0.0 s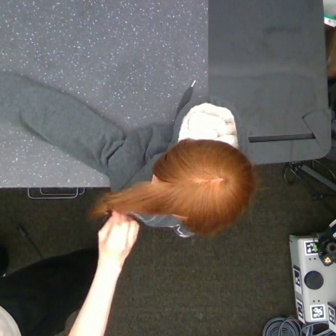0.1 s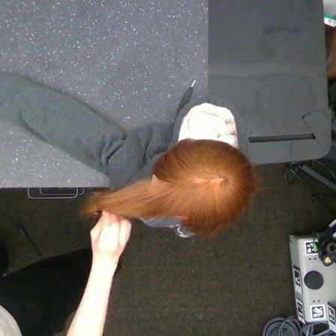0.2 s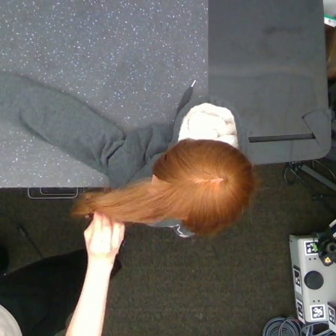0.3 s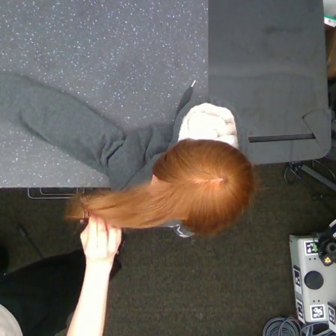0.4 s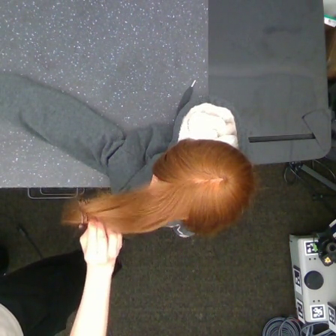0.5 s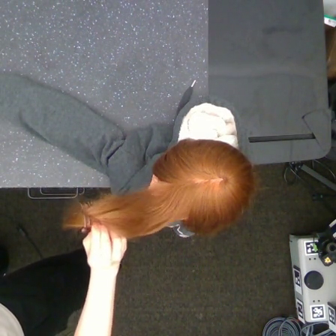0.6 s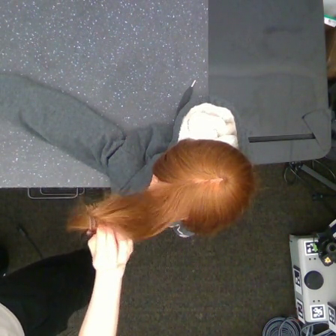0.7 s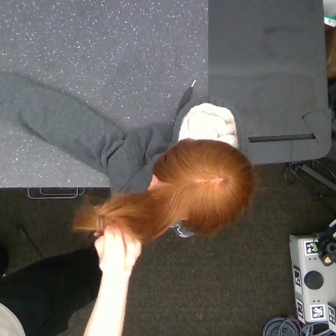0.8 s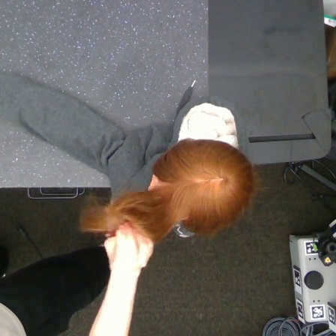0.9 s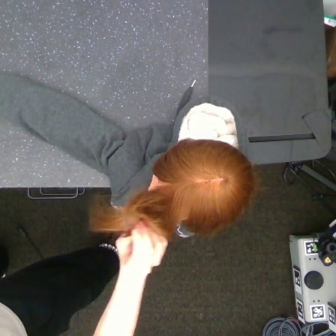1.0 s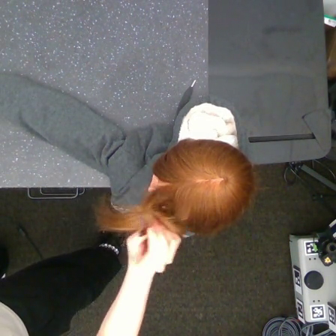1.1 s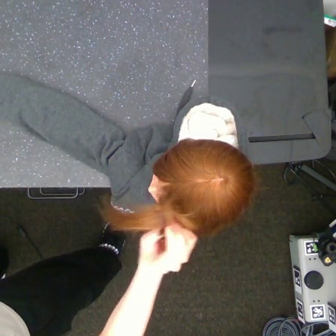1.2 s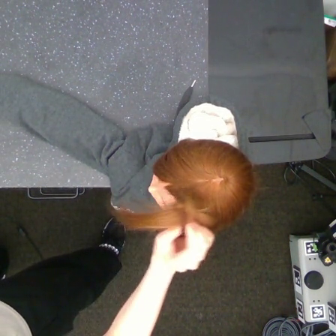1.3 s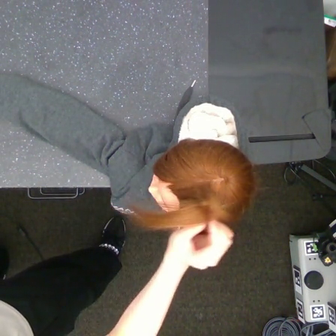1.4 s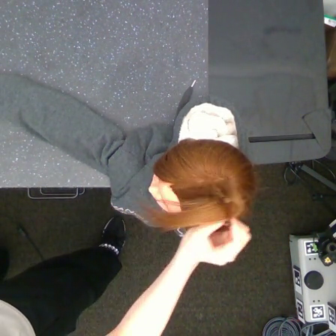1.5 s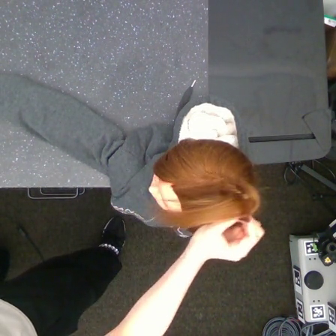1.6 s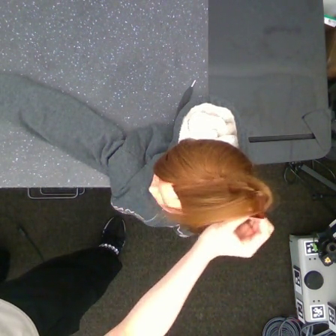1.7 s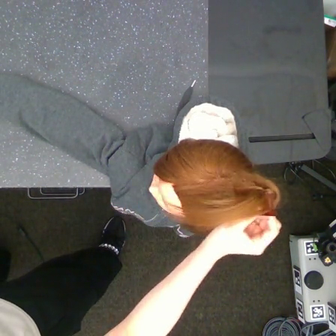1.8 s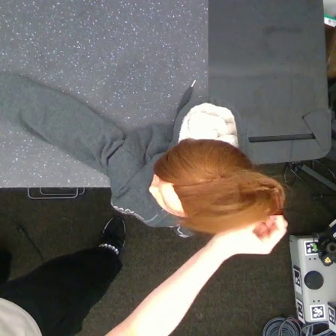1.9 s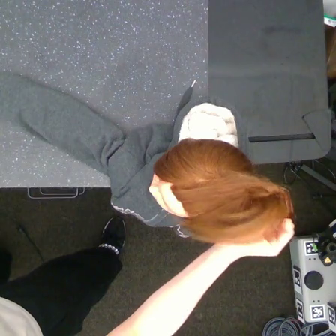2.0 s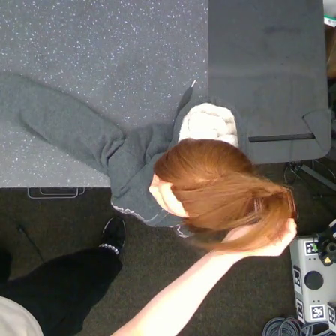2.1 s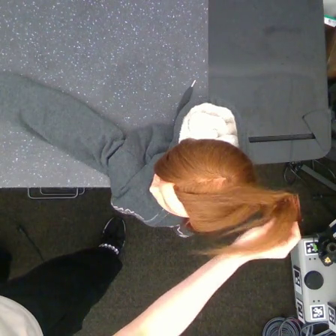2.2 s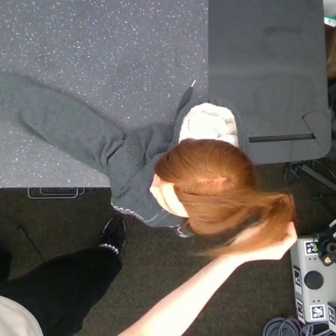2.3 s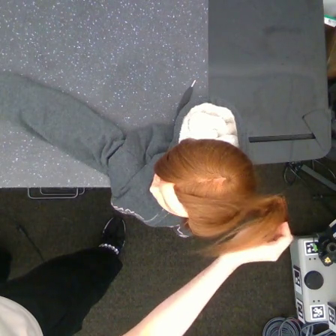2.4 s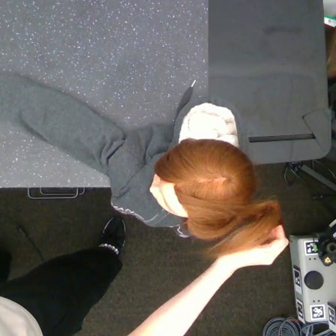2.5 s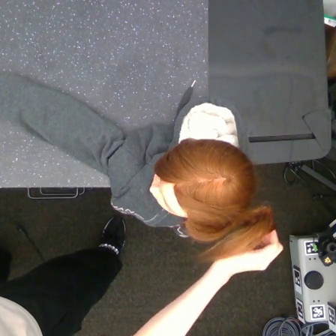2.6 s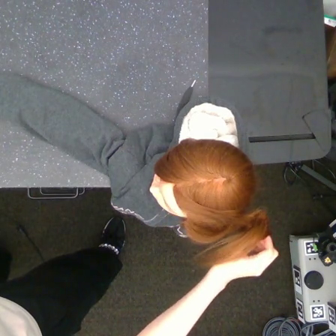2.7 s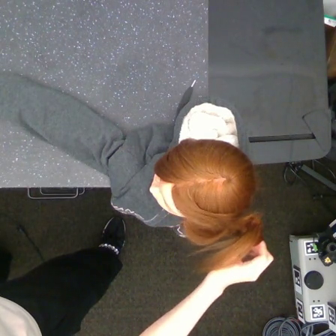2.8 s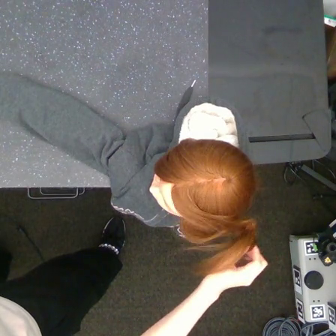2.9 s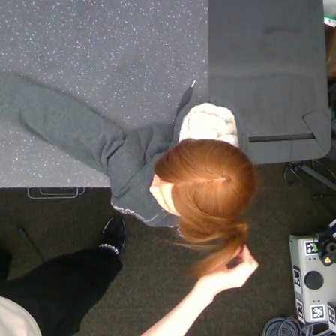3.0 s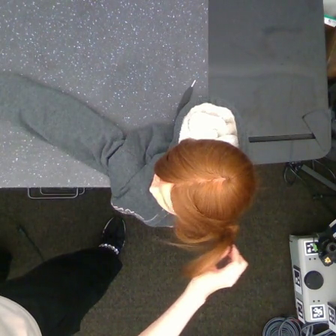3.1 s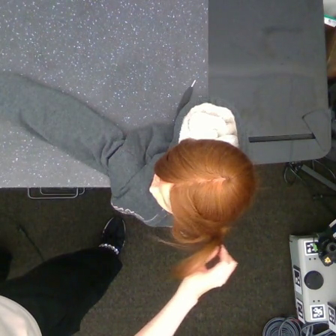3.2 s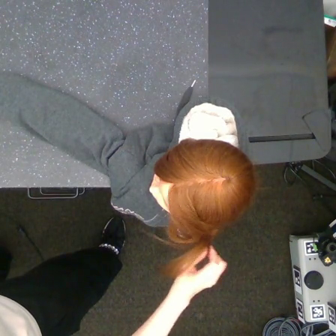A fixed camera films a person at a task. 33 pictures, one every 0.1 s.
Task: tidy side hair.
0.0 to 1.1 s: The hand goes to the right.
1.1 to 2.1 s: The hand goes to the right.
2.1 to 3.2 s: The hand goes to the left and downward.
